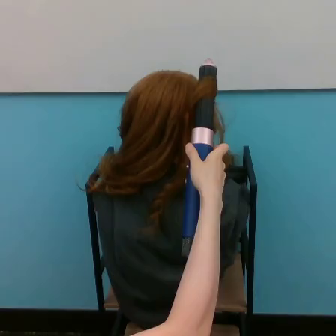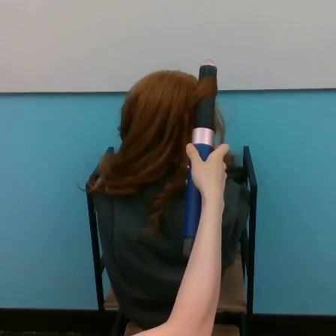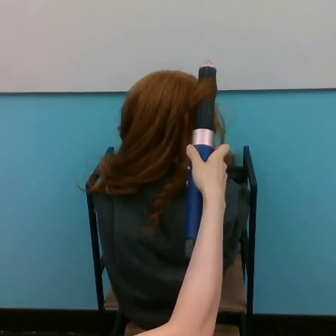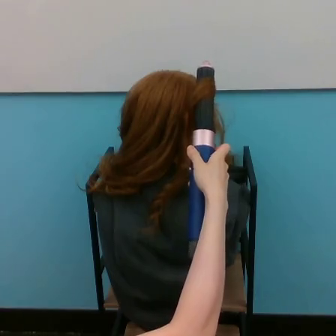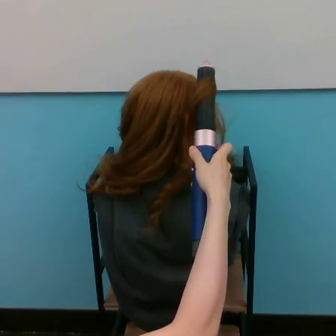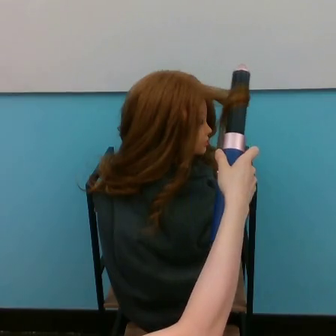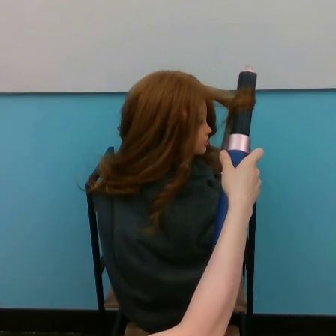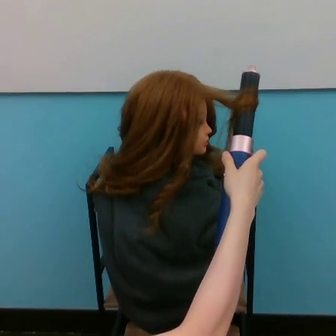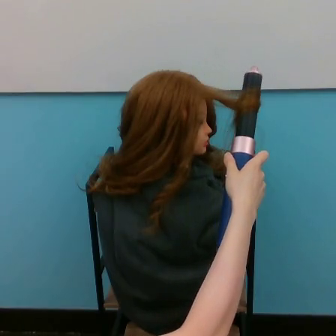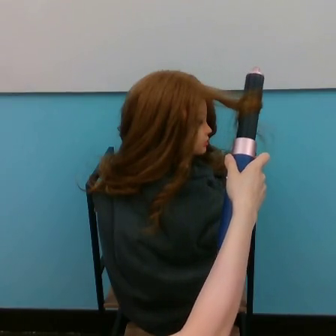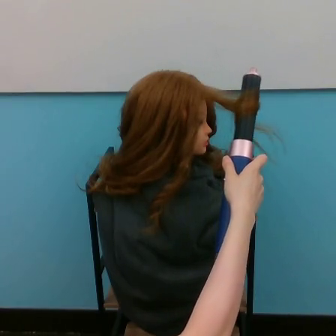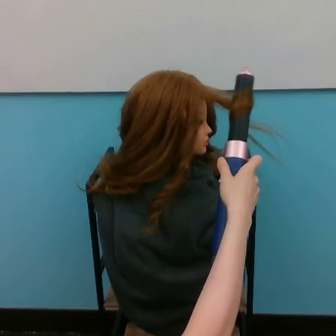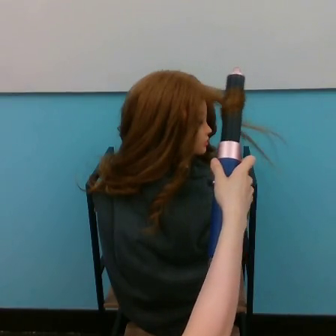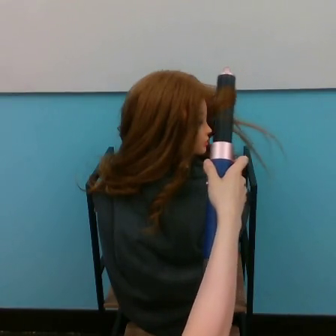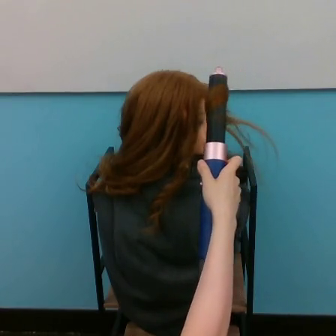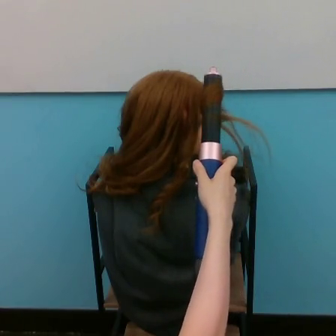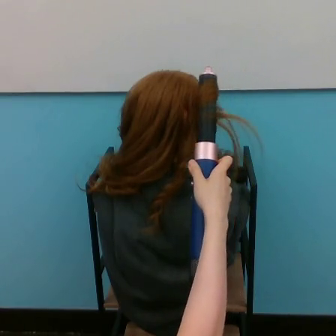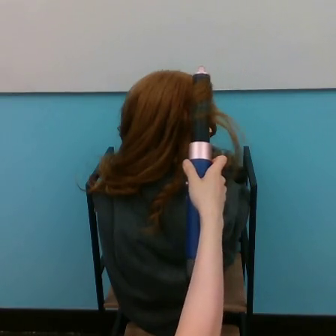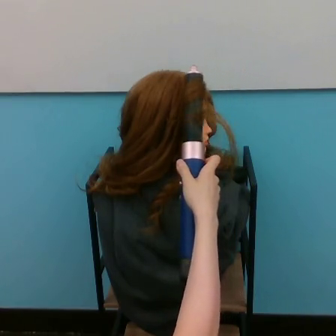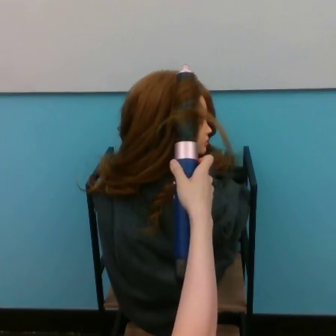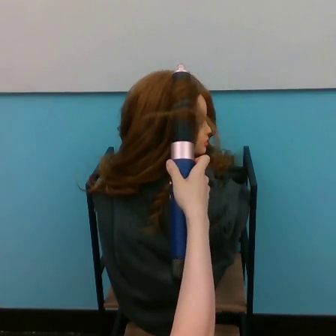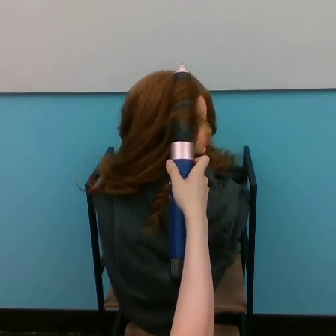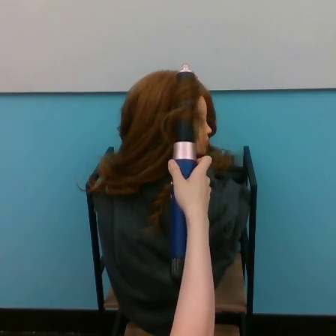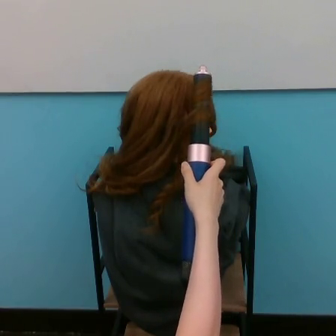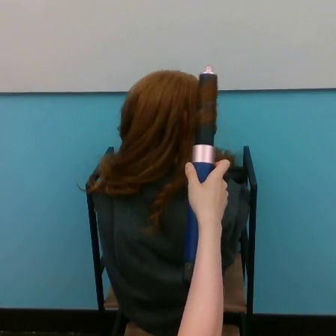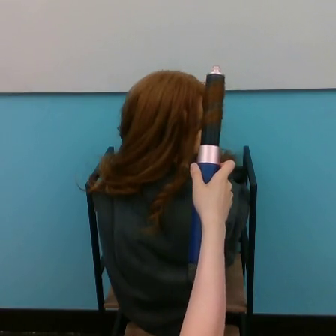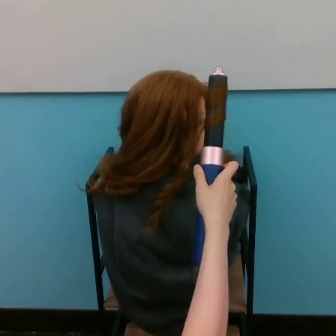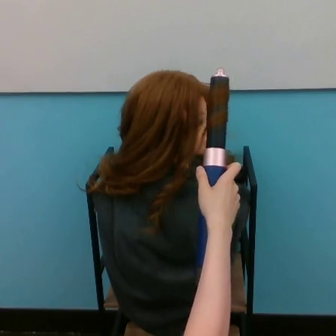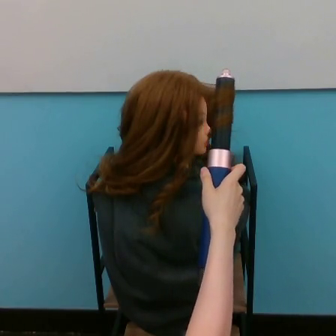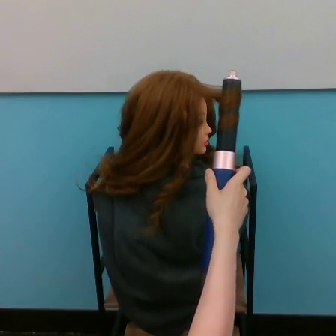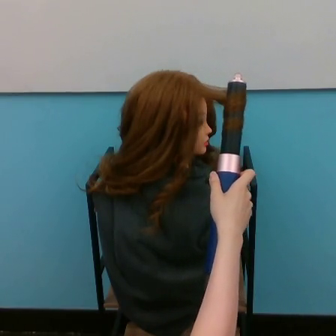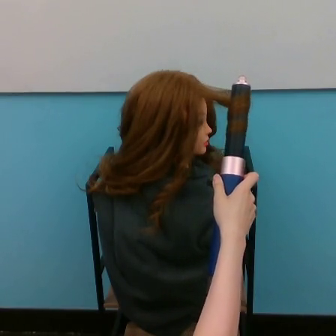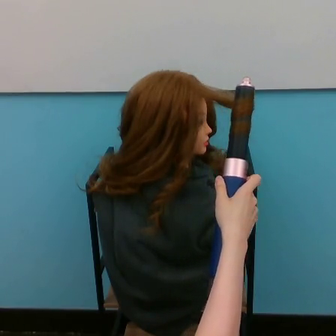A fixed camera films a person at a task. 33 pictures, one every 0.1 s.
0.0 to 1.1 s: The hand goes to the right.
1.1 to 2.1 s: The hand goes to the left.
2.1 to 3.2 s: The hand goes to the right and downward.
Task: curl hair.
